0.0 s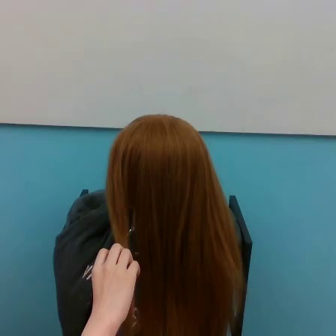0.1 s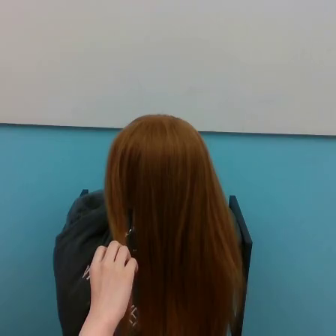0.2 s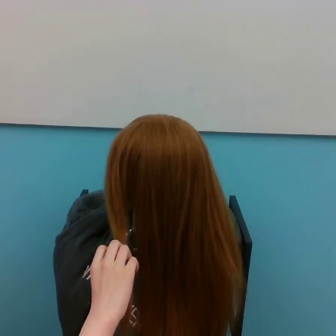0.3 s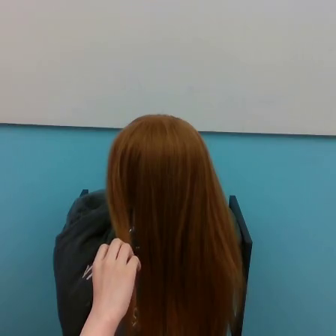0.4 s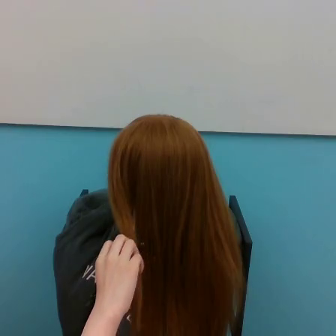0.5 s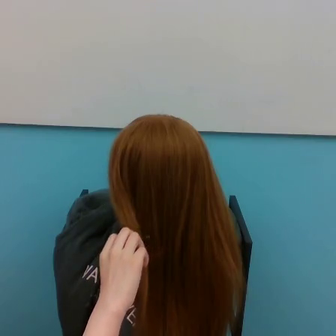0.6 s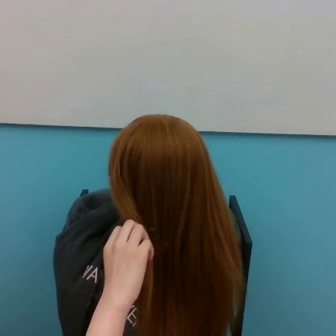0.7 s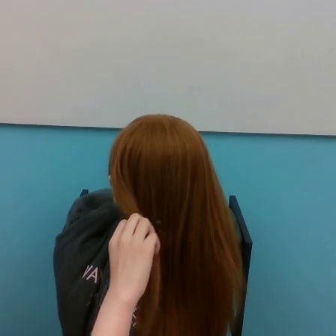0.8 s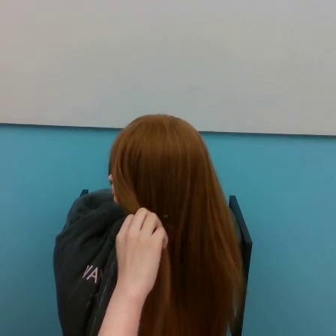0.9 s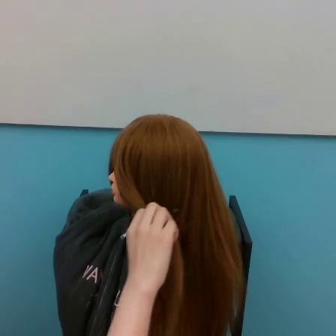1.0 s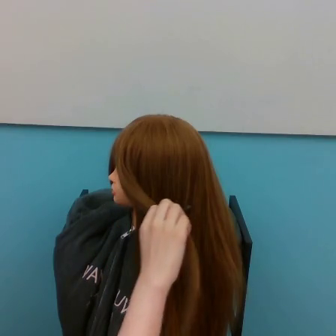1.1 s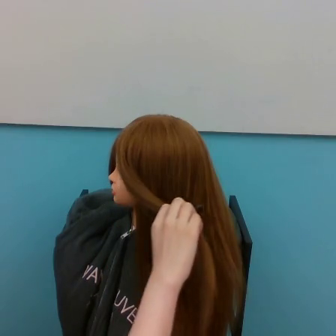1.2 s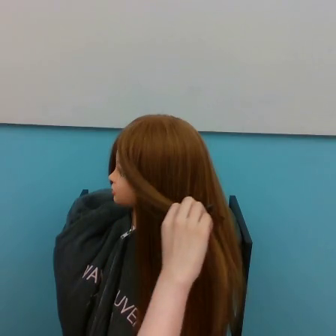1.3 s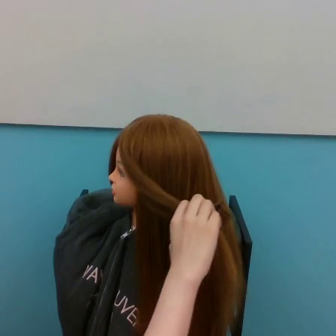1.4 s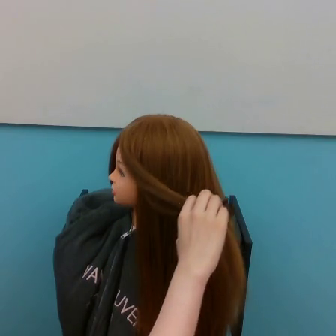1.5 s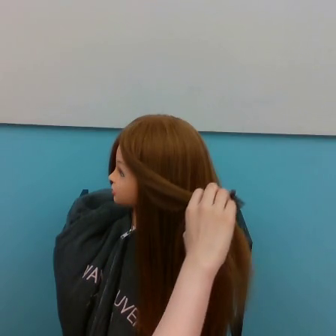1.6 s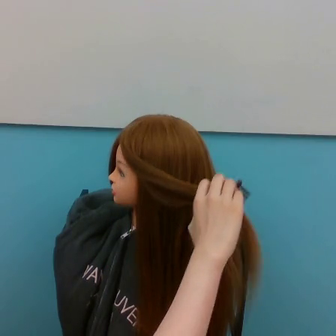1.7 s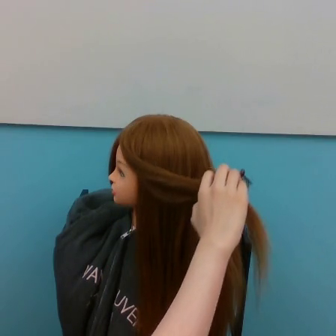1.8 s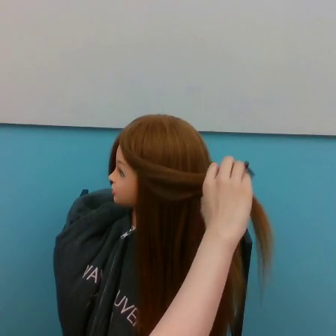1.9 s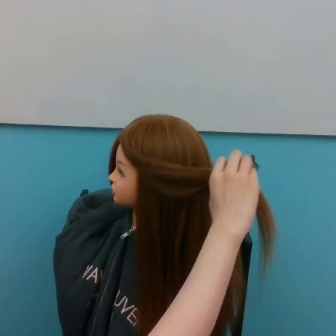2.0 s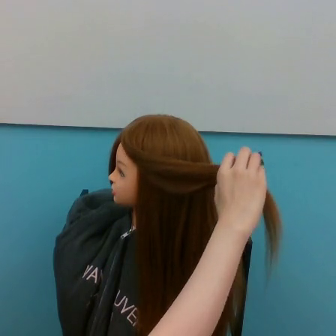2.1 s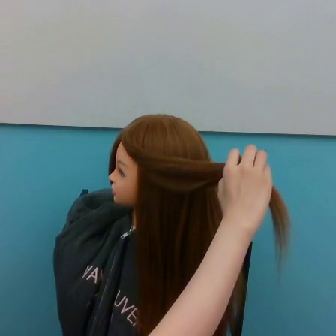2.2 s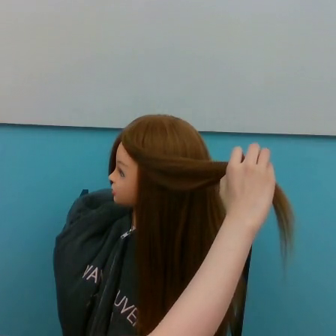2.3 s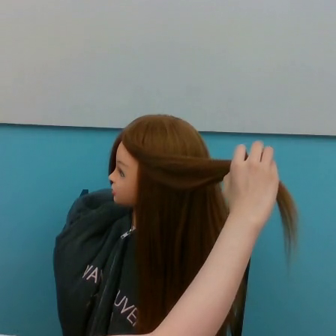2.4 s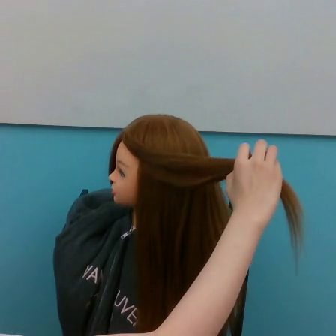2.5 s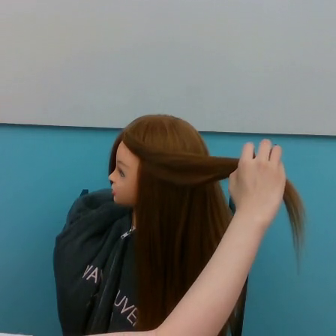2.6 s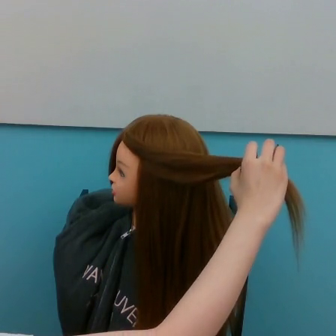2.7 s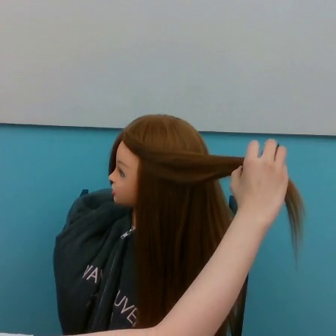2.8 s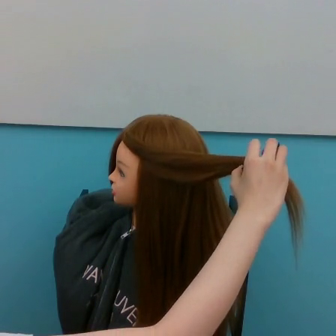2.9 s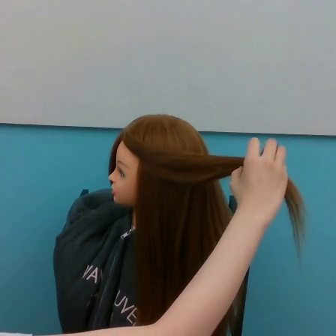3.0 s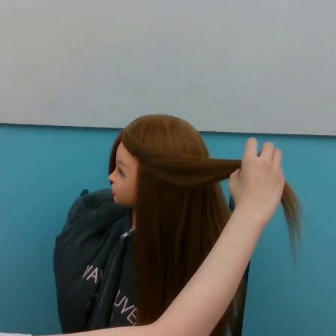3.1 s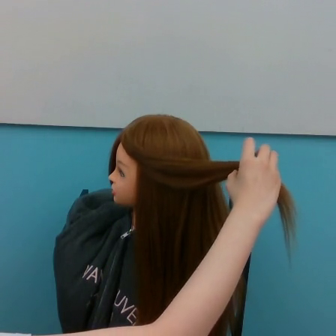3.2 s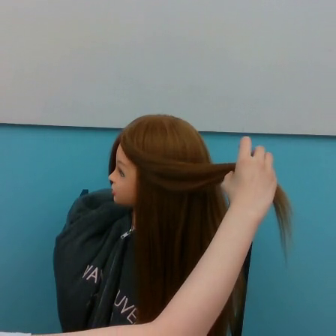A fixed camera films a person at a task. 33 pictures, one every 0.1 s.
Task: tidy side hair.
0.0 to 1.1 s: The hand goes to the right and upward.
1.1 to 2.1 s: The hand goes to the right and upward.
2.1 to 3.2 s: The hand goes to the right.
